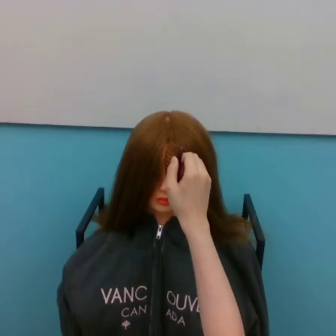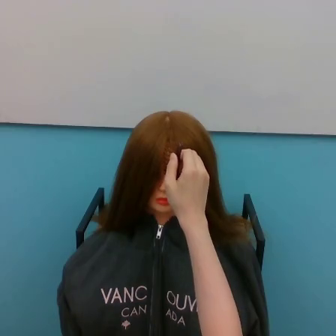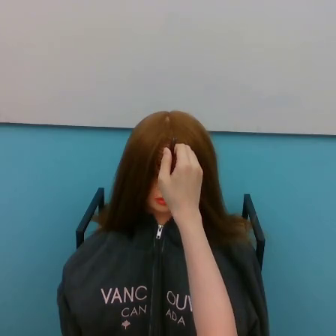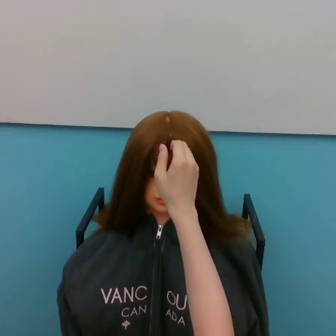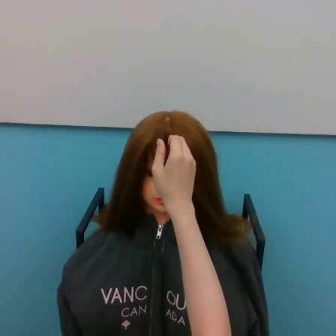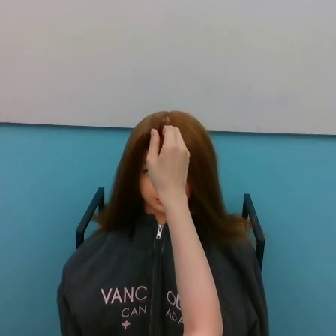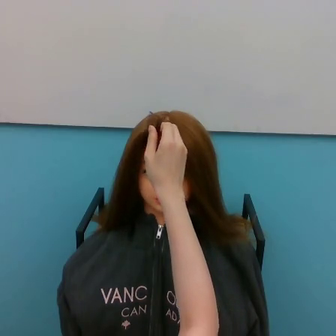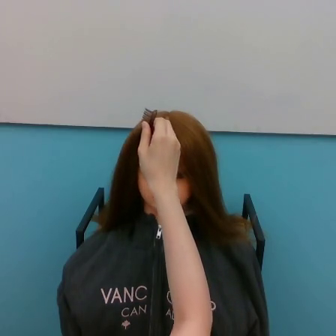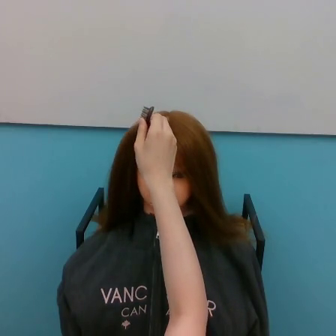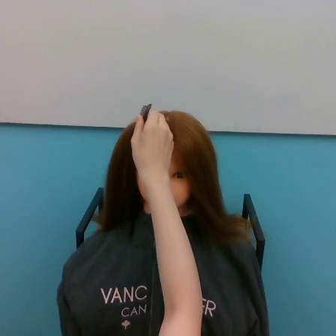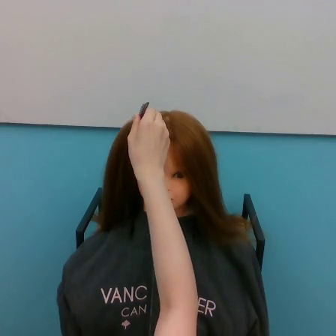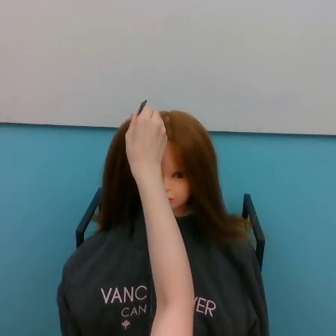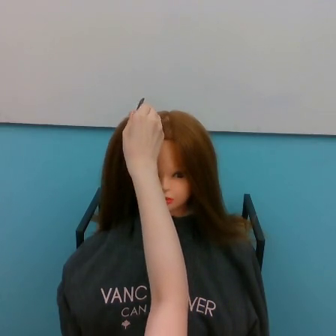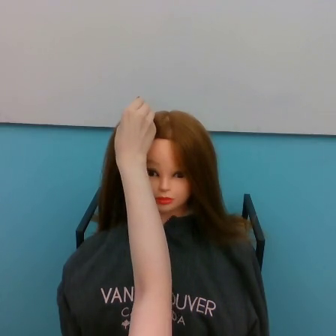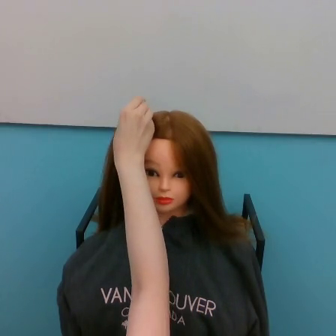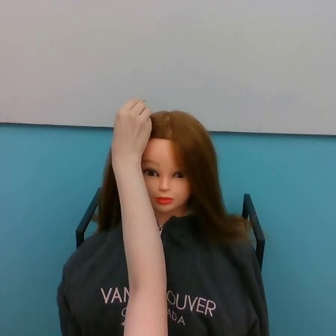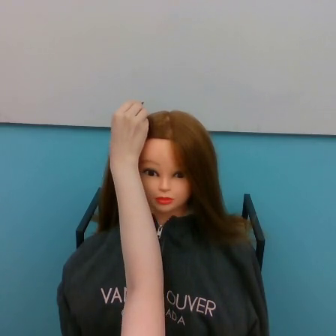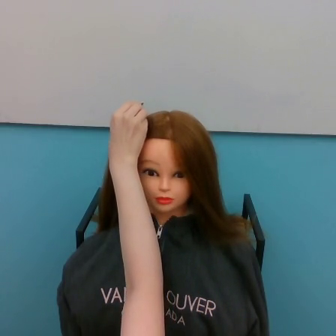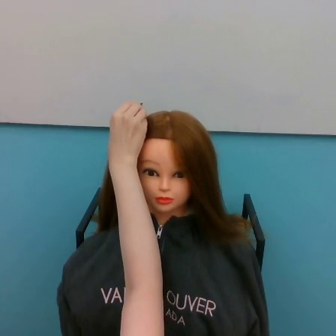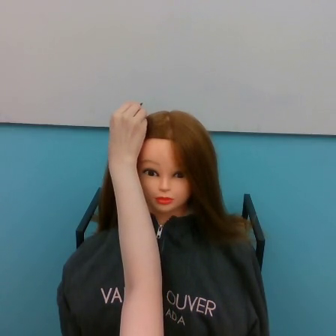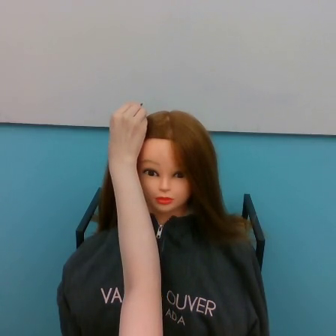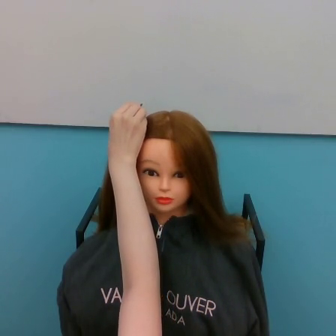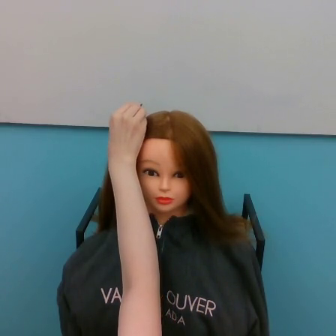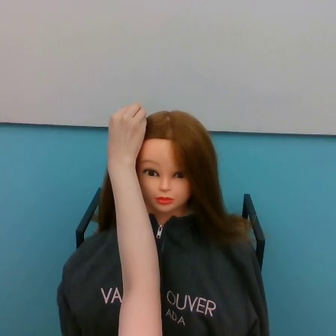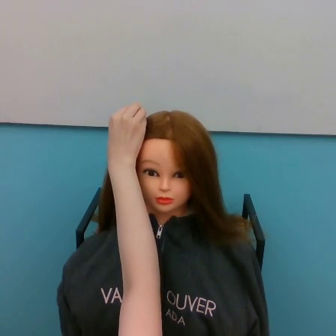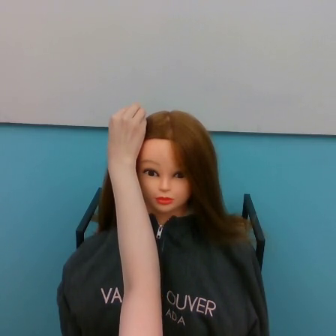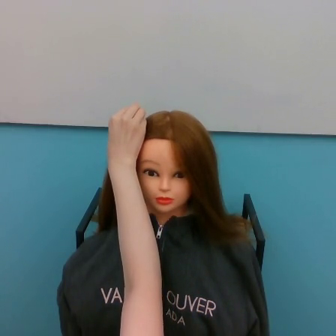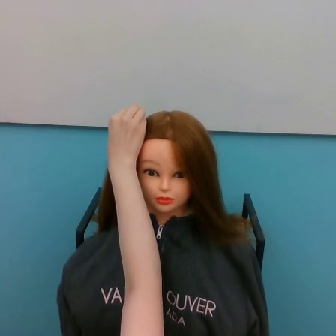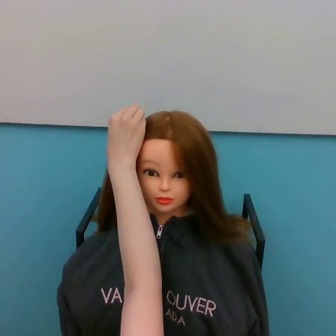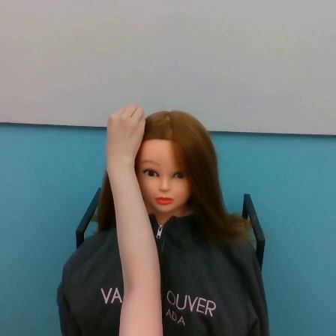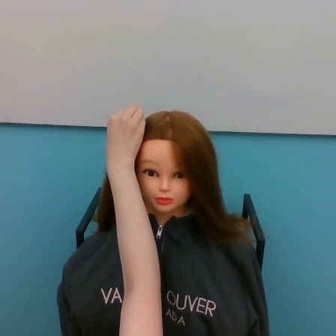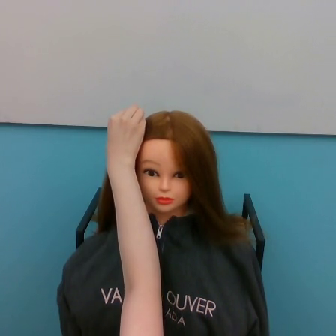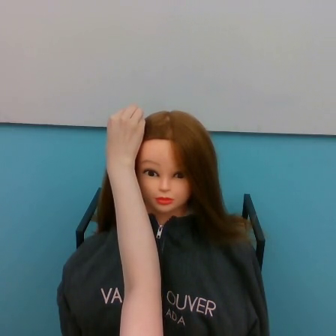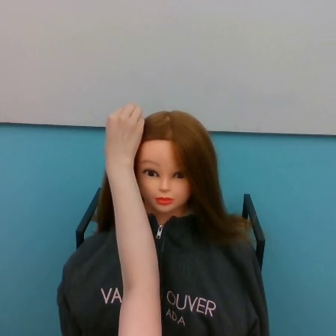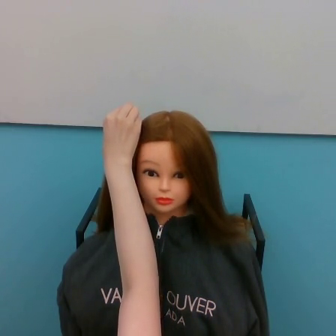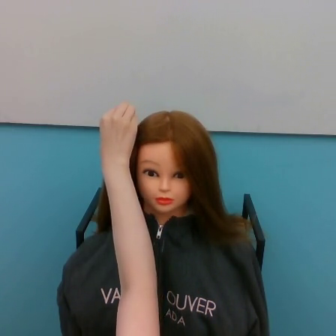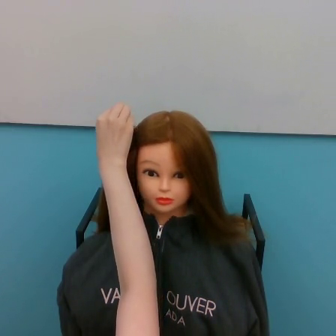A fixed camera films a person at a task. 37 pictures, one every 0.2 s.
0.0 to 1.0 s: The hand goes upward and to the left.
1.0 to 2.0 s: The hand goes to the left and upward.
2.0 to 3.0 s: The hand goes to the left.
3.0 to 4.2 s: The hand moves only a little.
4.2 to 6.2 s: The hand stays where it is.
6.2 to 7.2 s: The hand moves only a little.
Task: tidy hair.
Motion: move upward and to the left.
